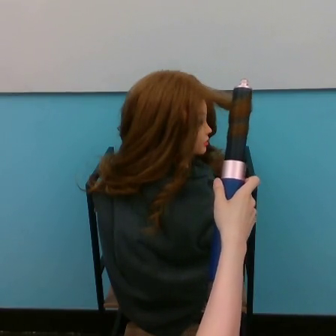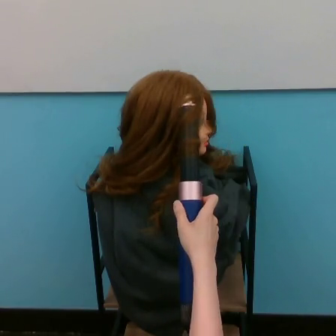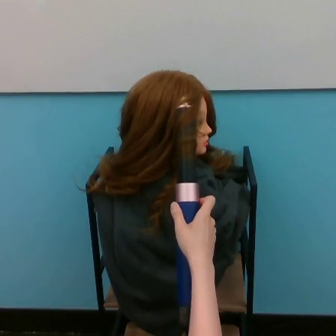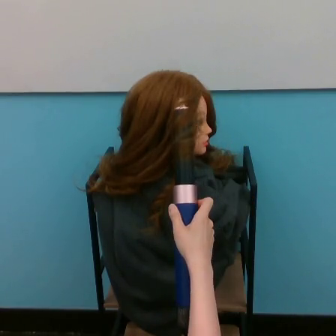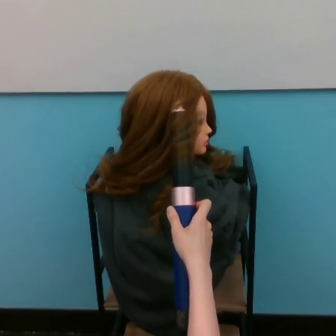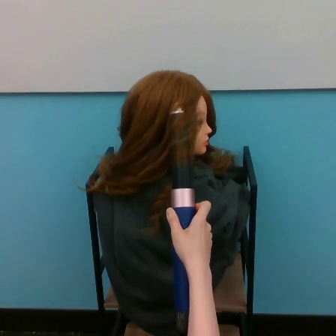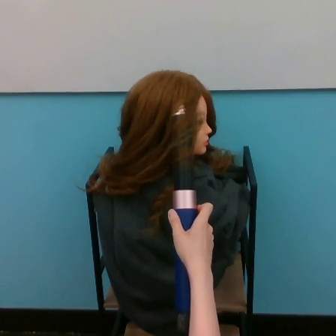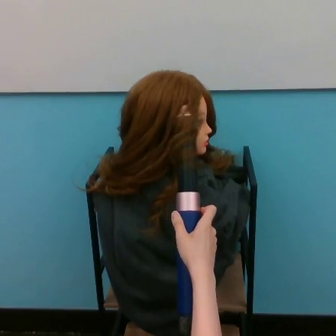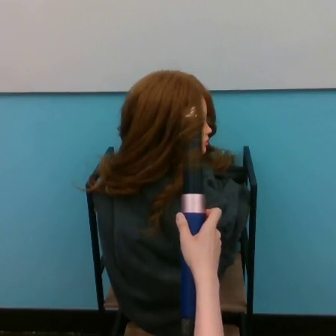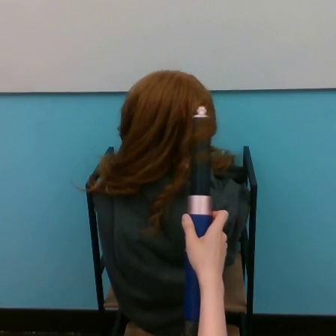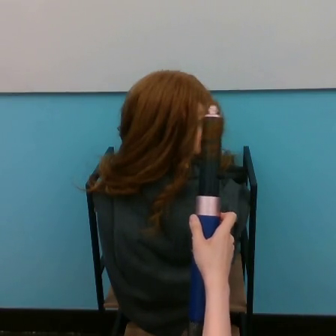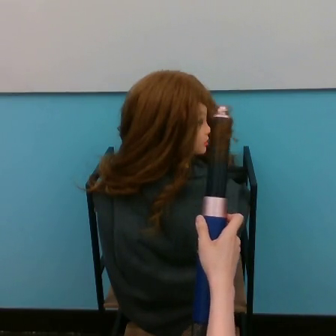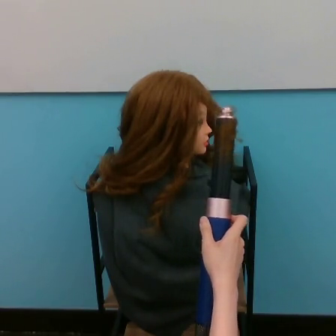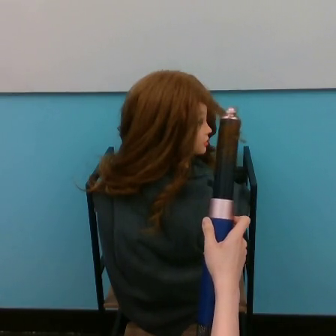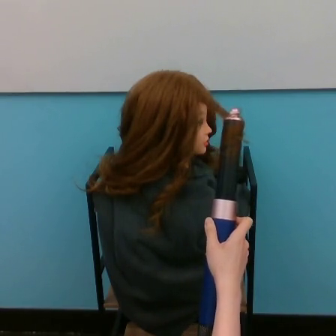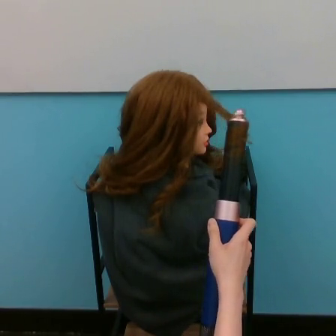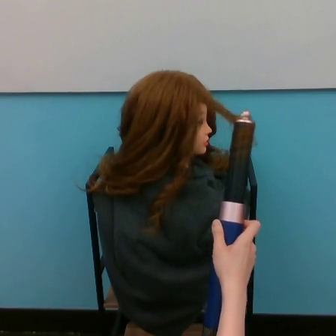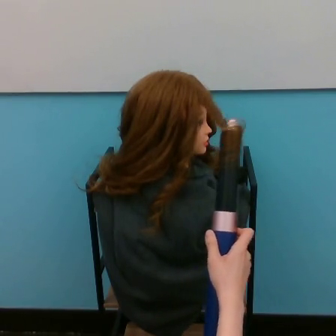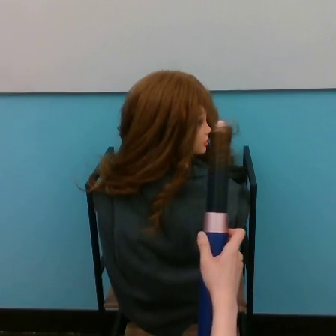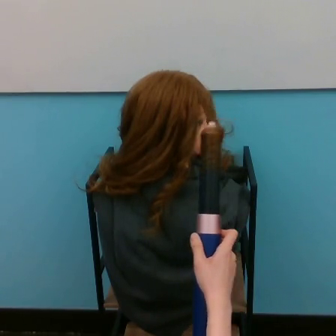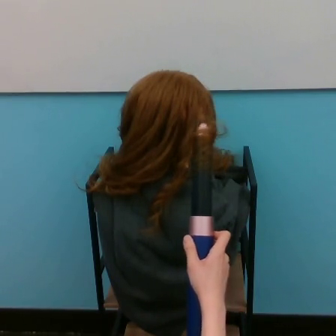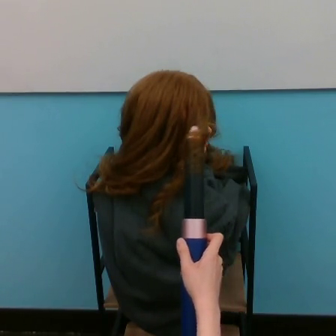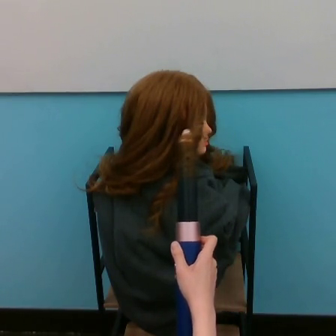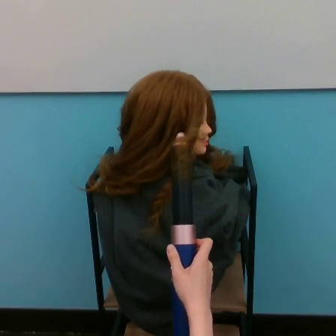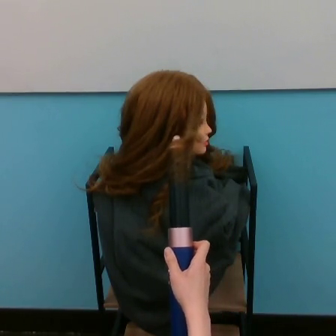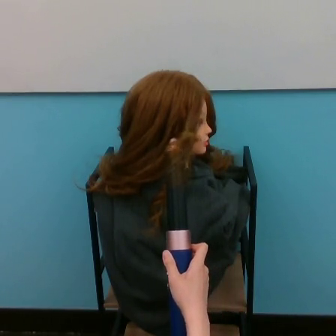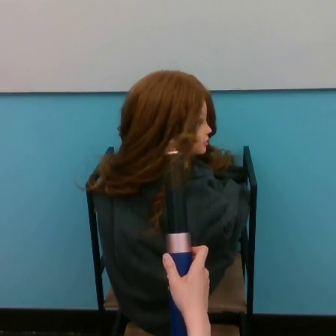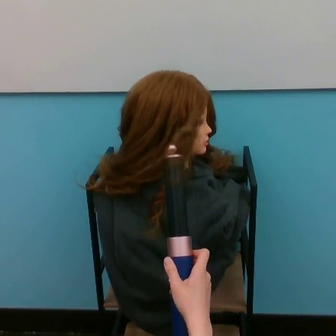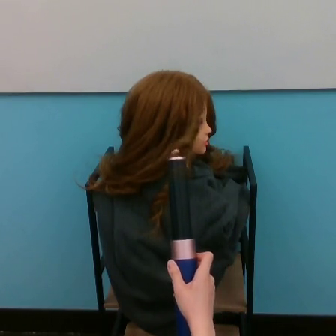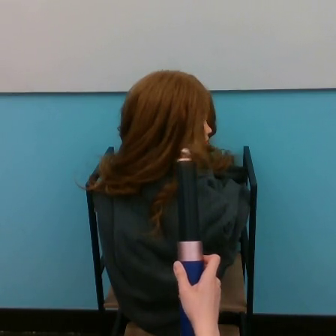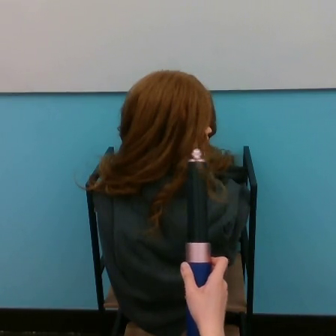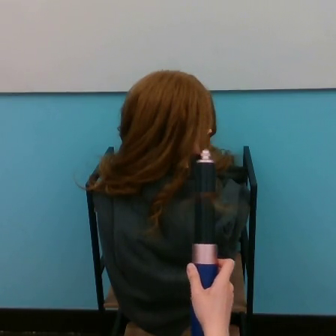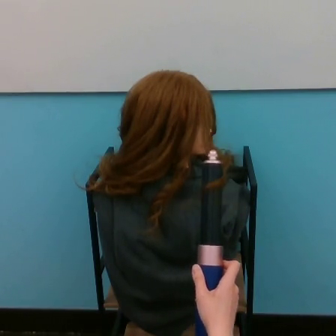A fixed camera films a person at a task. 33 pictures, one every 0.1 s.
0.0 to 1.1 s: The hand goes to the left and downward, then to the right.
1.1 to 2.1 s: The hand goes downward and to the left.
2.1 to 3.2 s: The hand goes downward and to the right.
Task: curl hair.
